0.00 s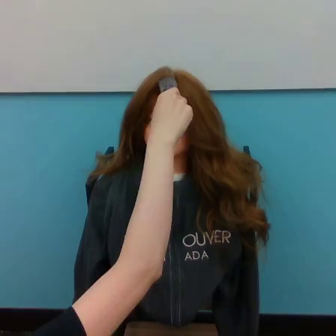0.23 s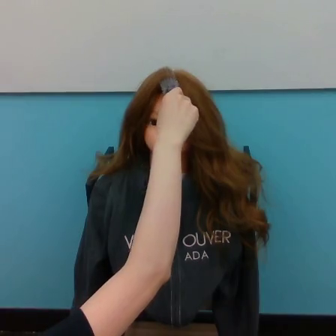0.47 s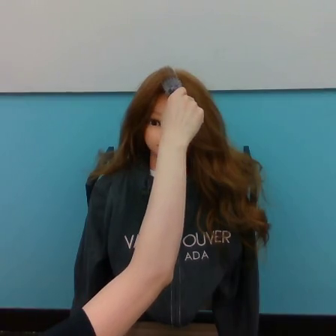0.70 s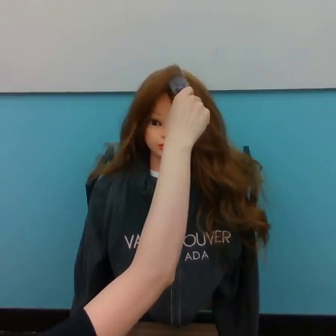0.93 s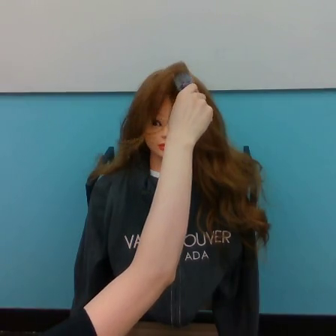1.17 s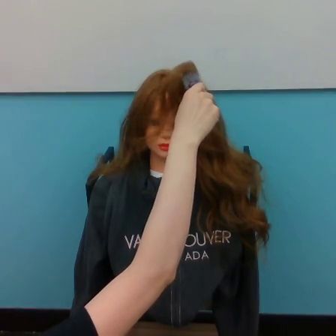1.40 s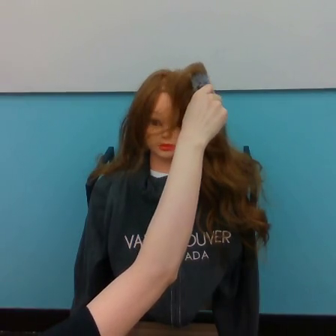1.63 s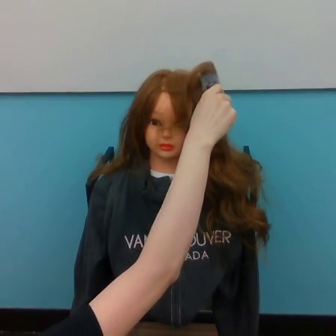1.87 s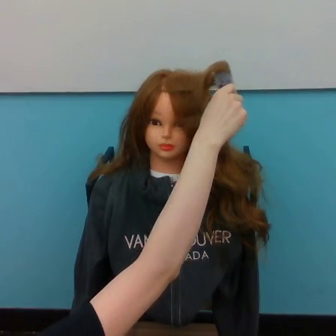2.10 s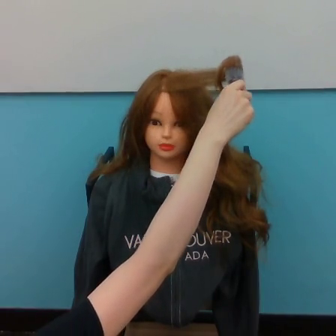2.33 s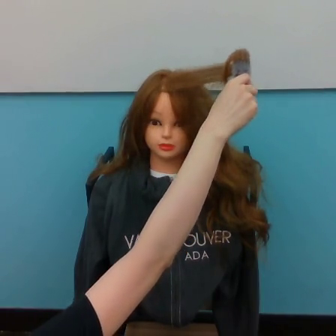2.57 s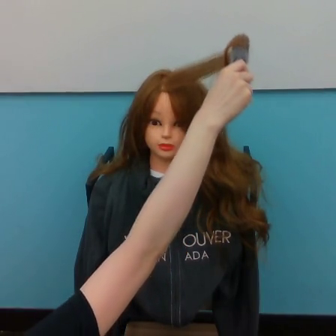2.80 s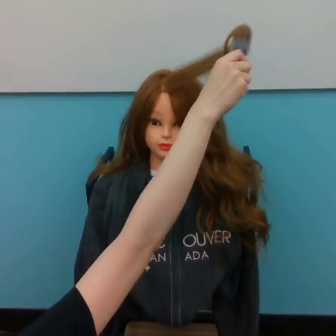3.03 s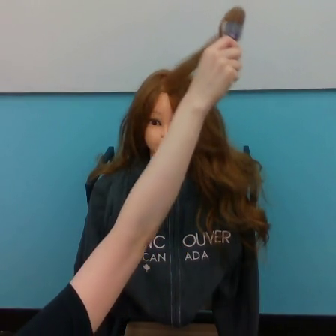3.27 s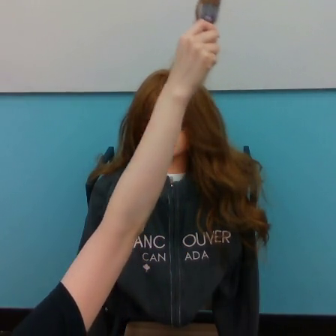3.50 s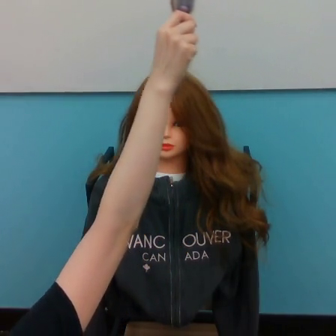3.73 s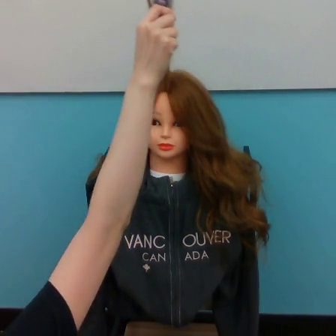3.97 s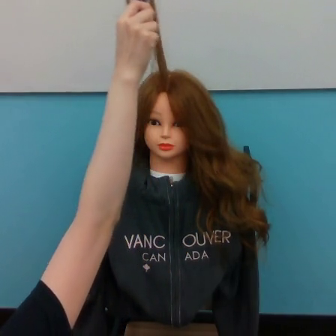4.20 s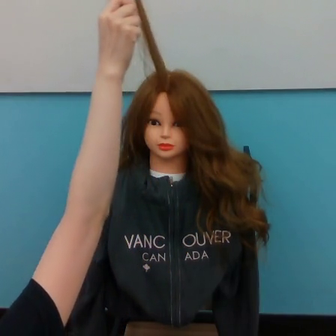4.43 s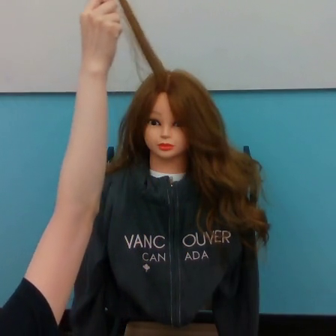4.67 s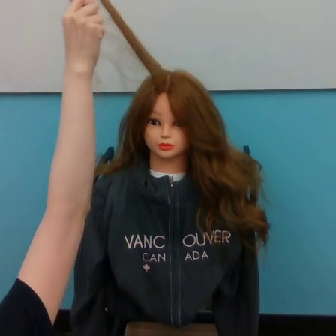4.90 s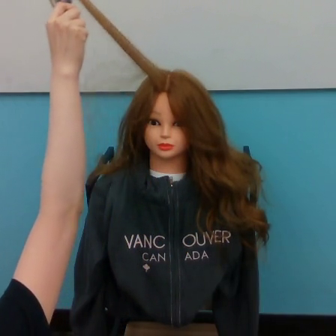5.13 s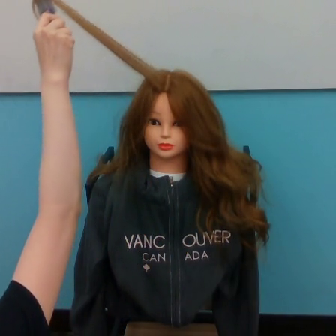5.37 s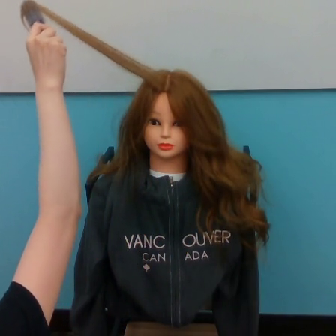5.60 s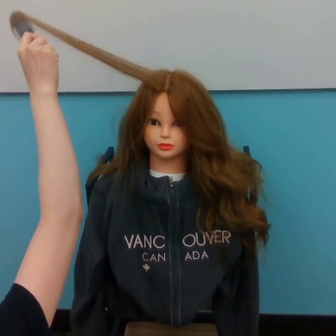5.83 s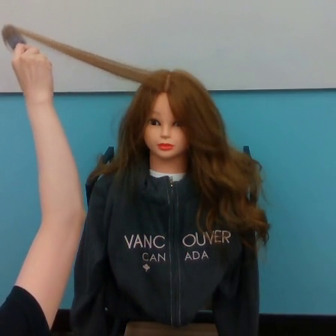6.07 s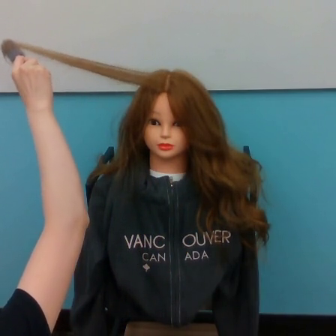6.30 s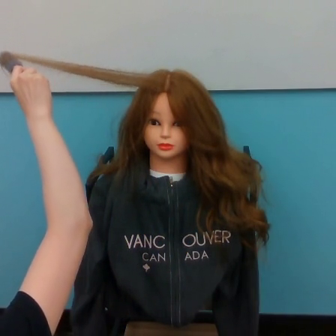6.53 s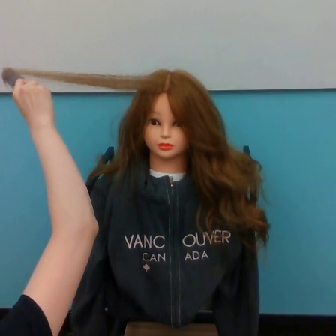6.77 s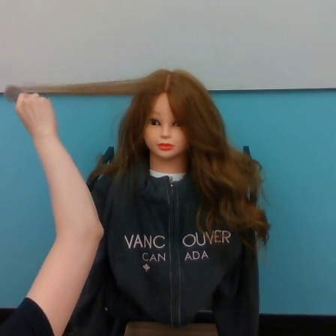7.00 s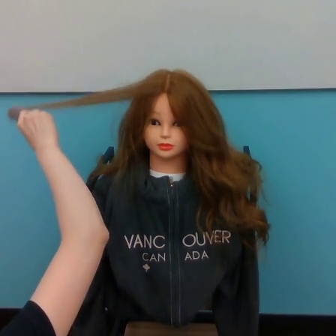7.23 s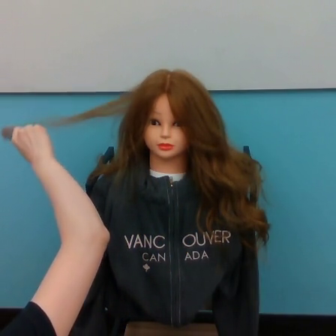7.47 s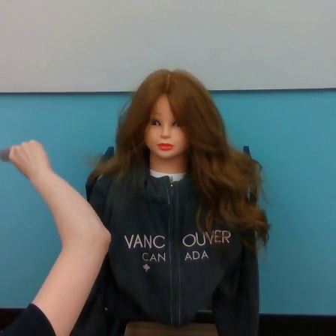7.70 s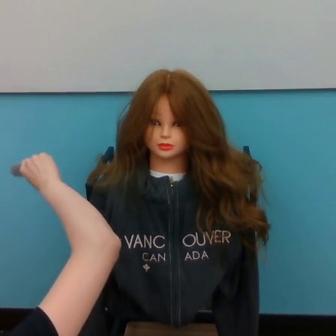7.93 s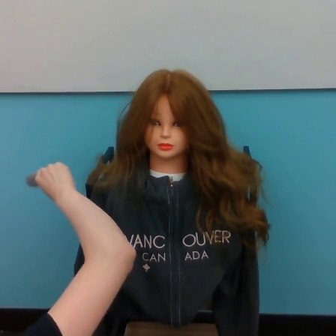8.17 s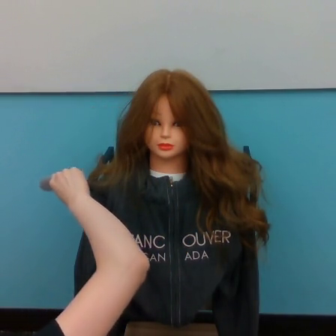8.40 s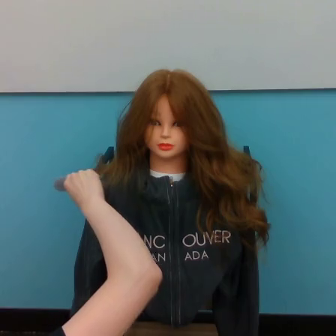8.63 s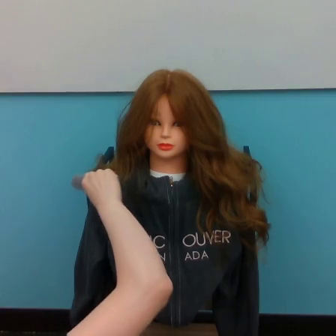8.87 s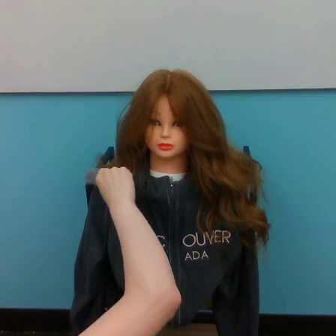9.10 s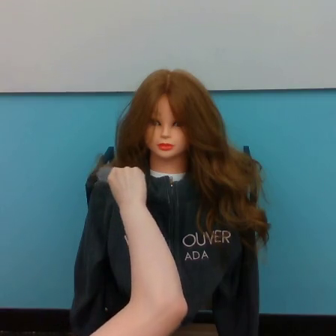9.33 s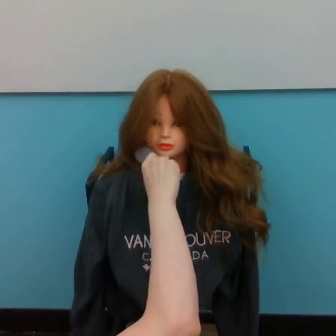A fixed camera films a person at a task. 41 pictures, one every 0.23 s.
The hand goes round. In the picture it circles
counterclockwise.
0.00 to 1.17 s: The hand goes to the right.
1.17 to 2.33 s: The hand goes to the right.
2.33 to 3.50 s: The hand goes to the left and upward.
3.50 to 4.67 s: The hand goes to the left.
4.67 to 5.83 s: The hand goes to the left and downward.
5.83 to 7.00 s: The hand goes downward.
7.00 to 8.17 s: The hand goes downward and to the right.
8.17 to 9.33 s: The hand goes to the right.
In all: It circles counterclockwise, turning through about 360 degrees.
Task: volume hair.
Motion: make a circular motion counter-clockwise.
